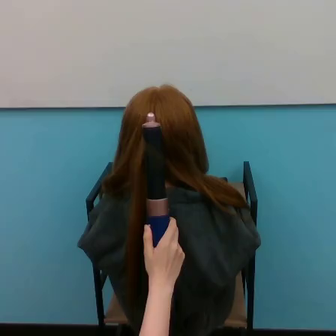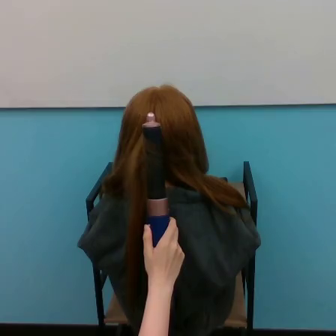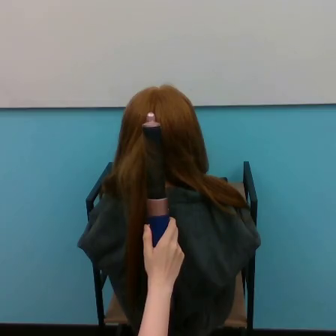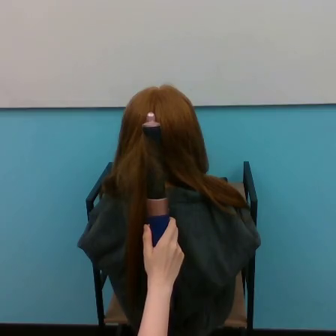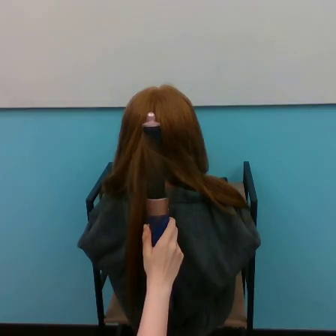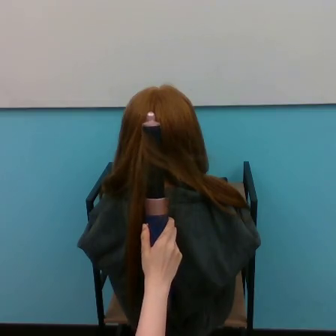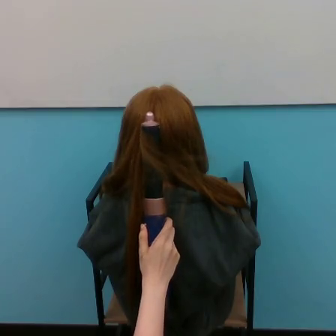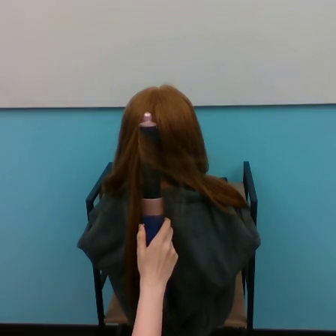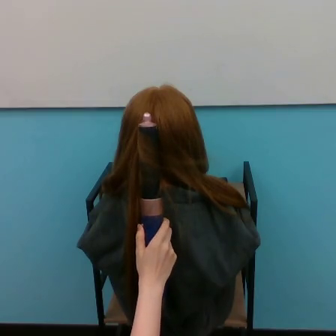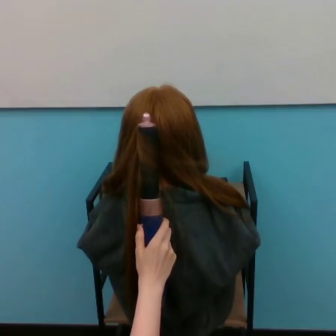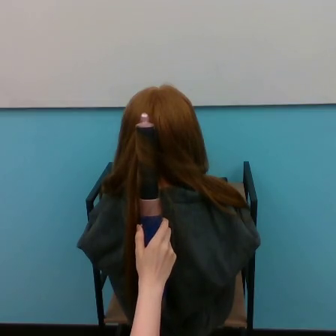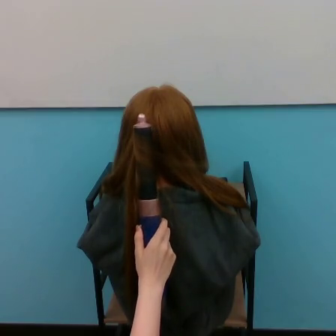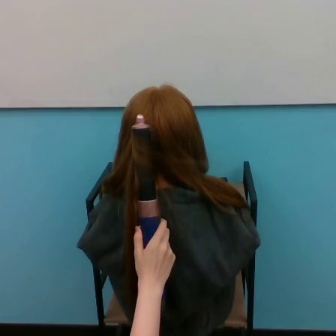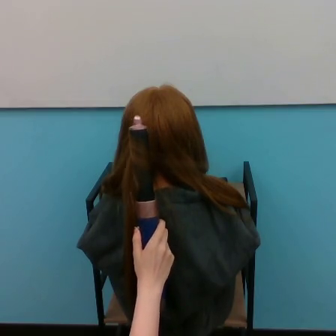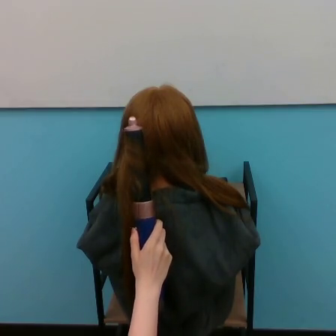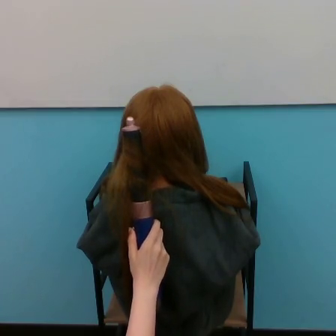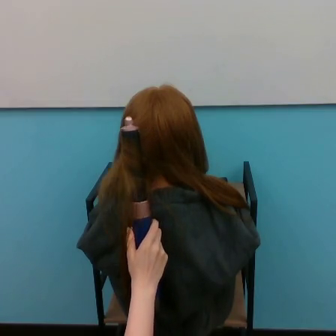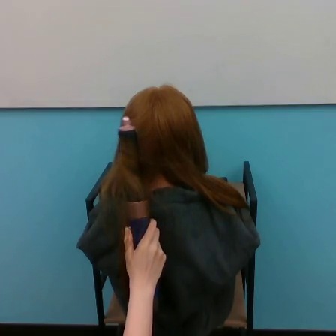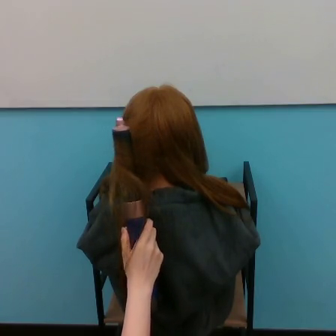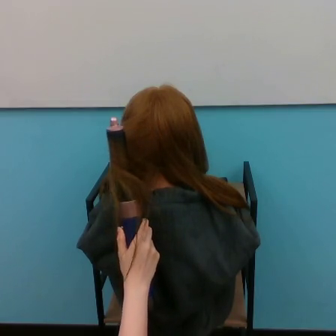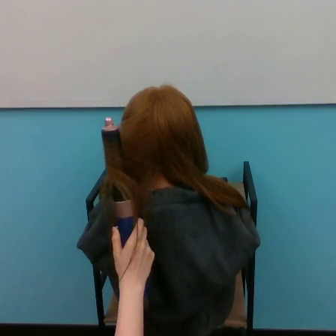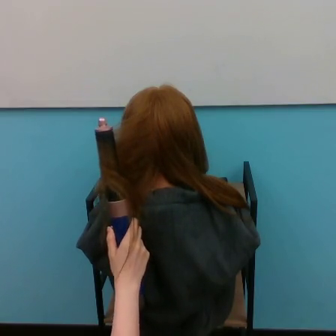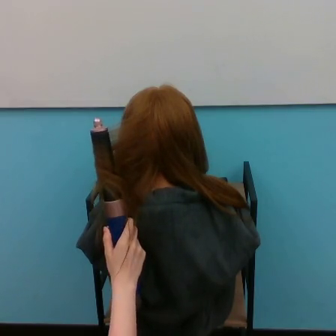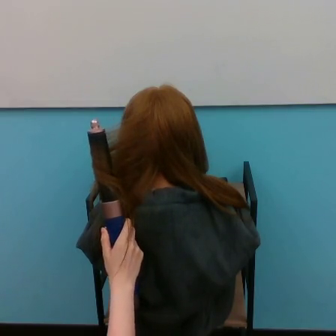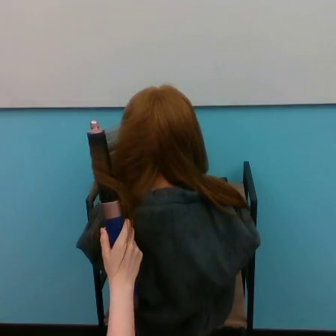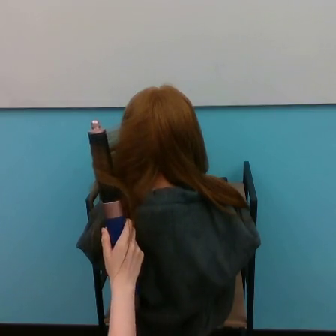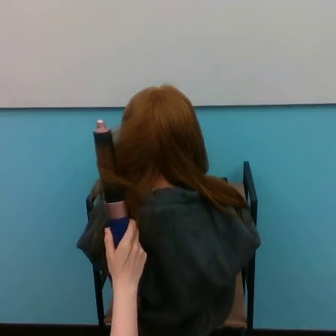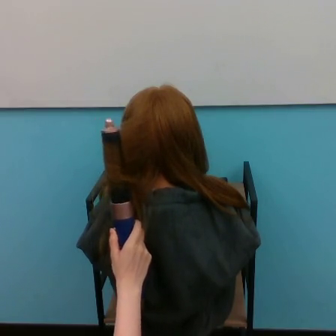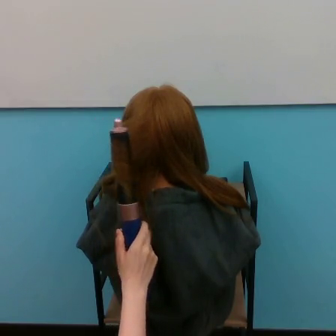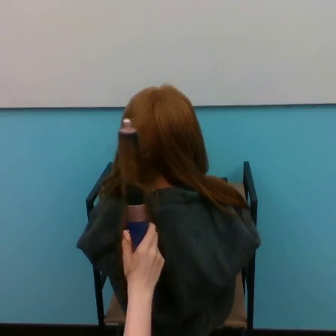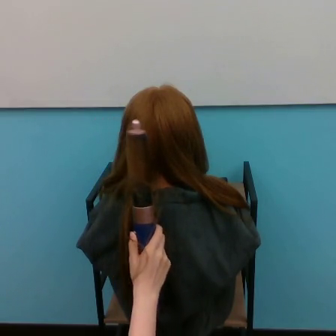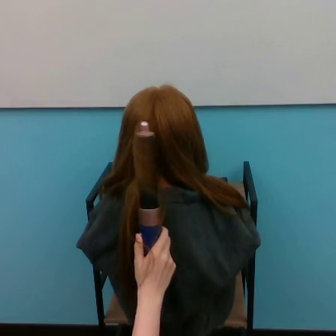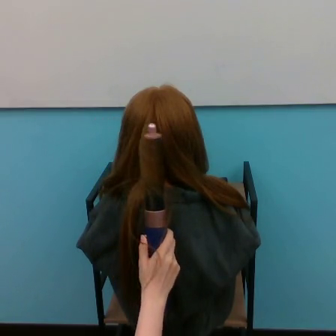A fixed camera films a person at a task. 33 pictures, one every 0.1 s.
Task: curl hair.
0.0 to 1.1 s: The hand moves only a little.
1.1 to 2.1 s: The hand goes to the left.
2.1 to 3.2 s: The hand goes to the right.
